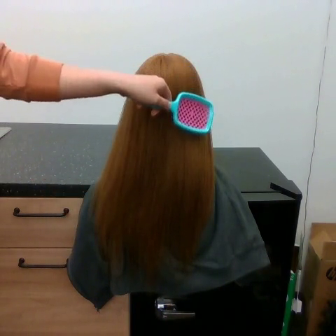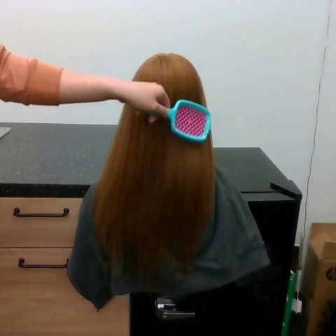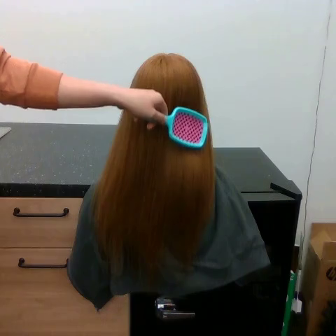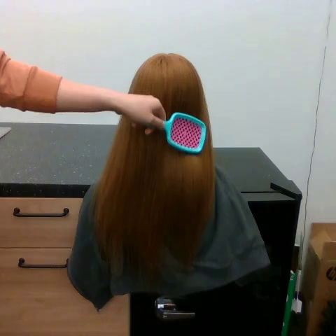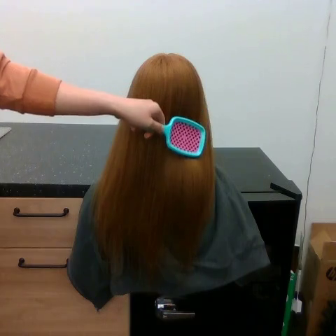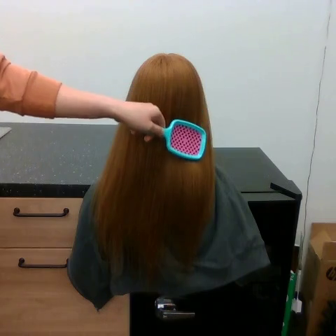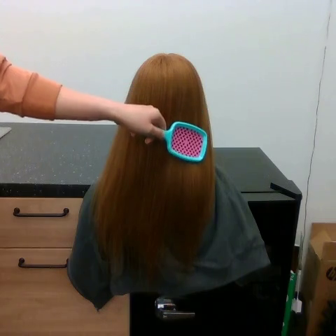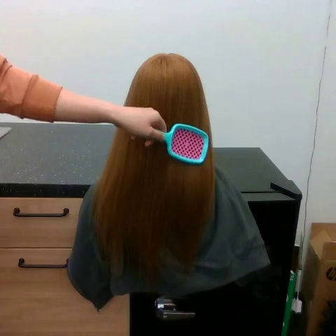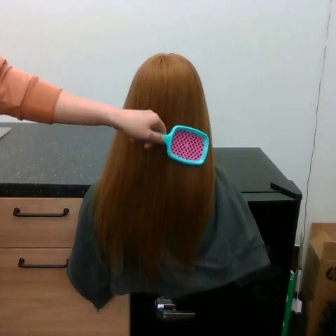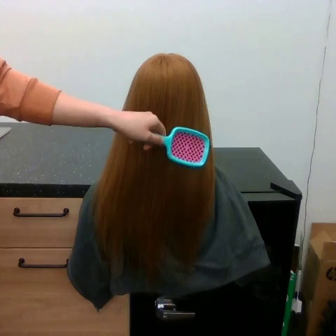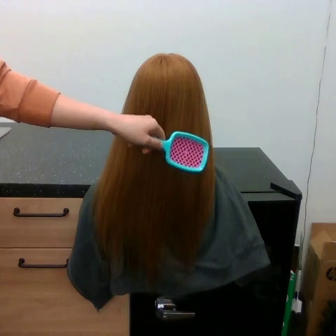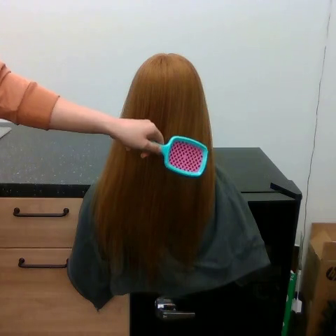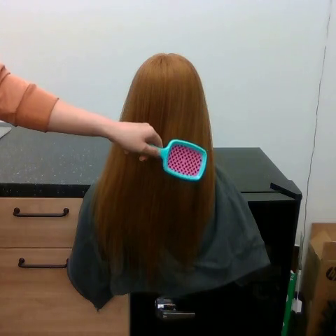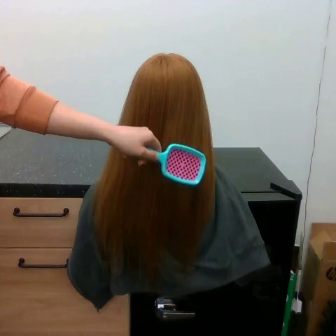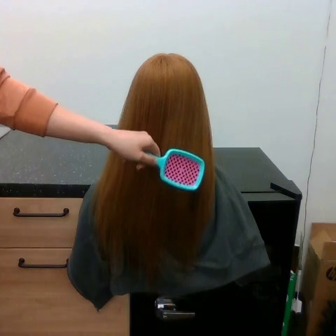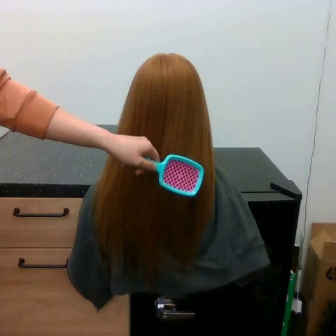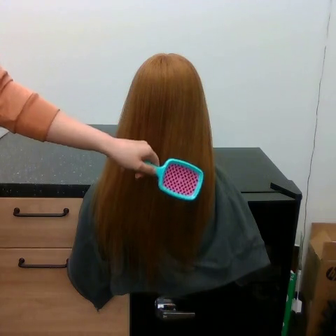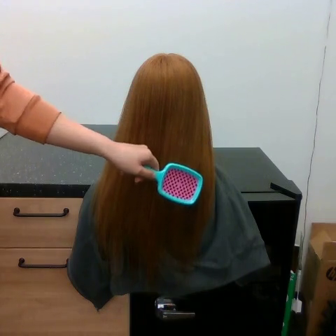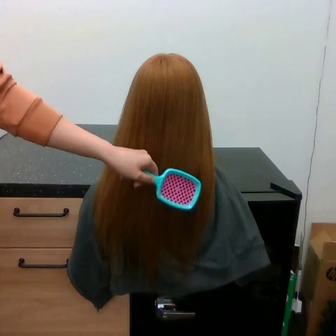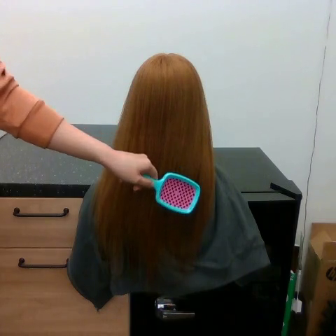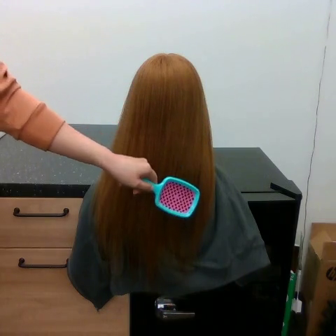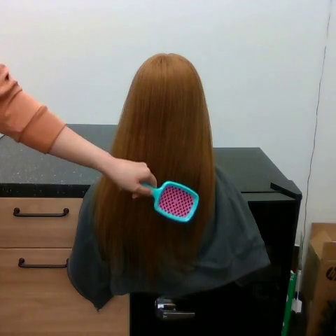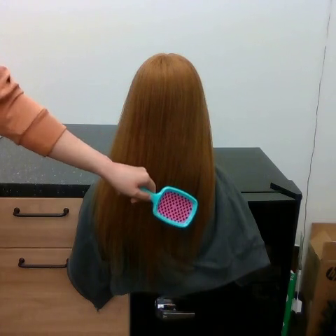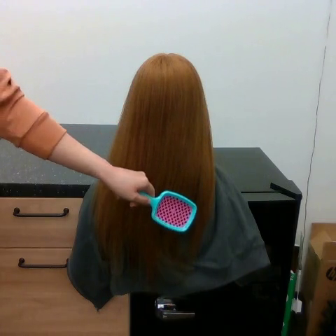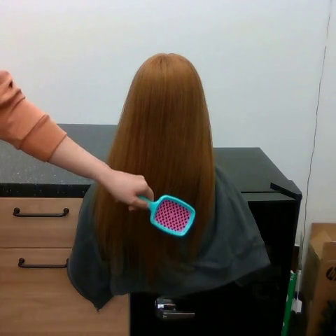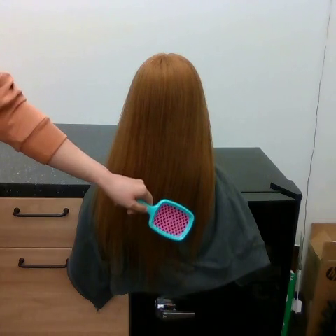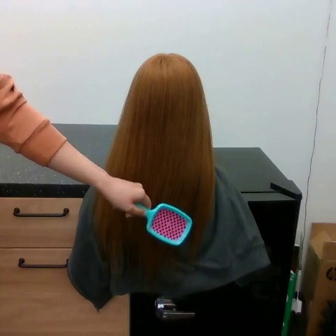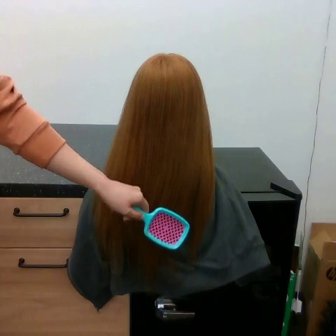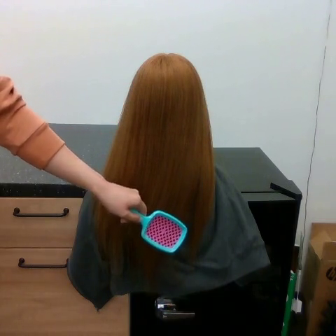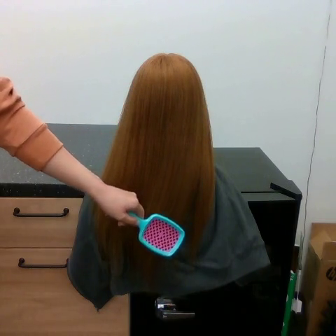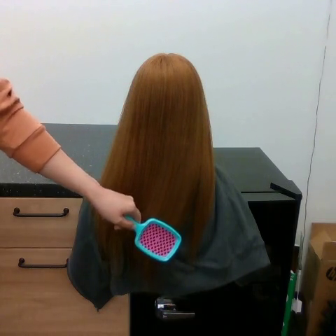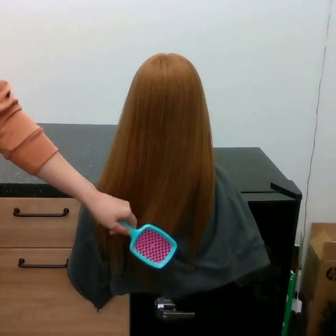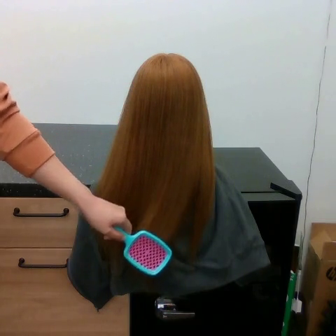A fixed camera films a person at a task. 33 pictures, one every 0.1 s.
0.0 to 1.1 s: The hand goes downward.
1.1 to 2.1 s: The hand goes downward.
2.1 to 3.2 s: The hand goes downward and to the left.
Task: brush hair.
